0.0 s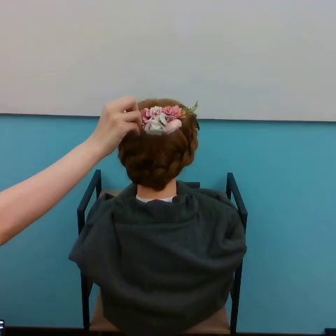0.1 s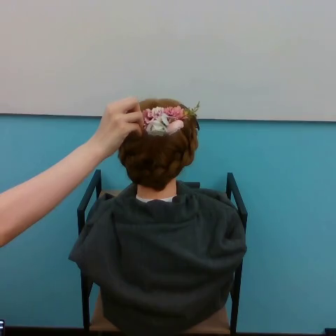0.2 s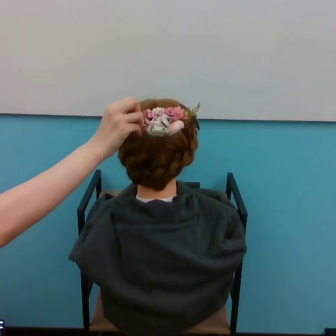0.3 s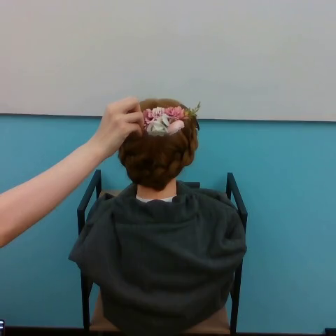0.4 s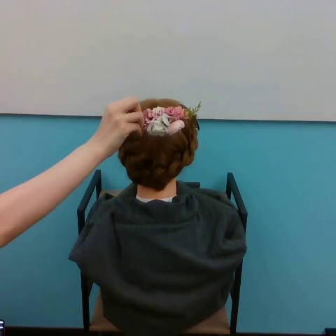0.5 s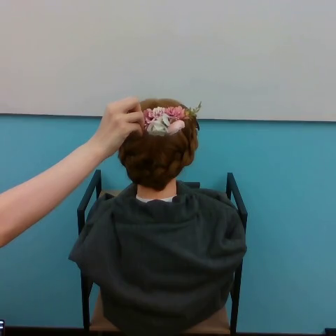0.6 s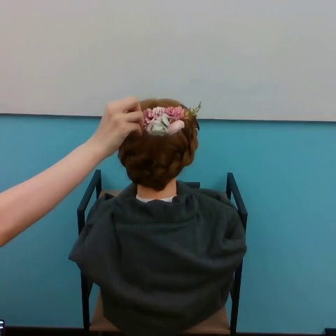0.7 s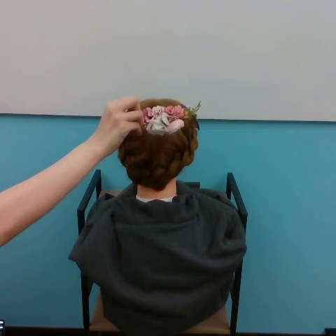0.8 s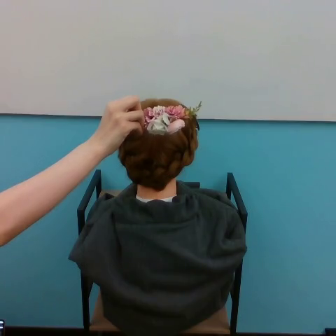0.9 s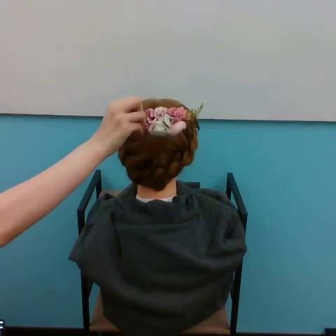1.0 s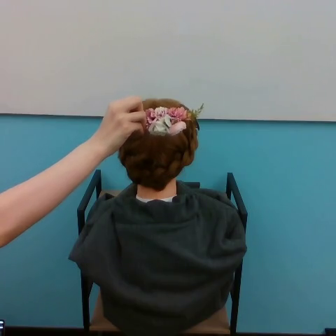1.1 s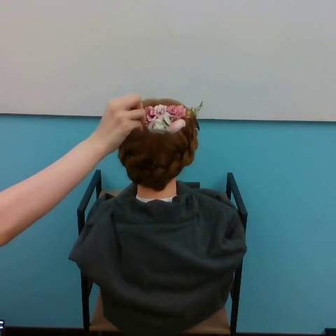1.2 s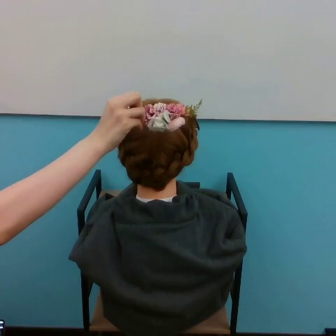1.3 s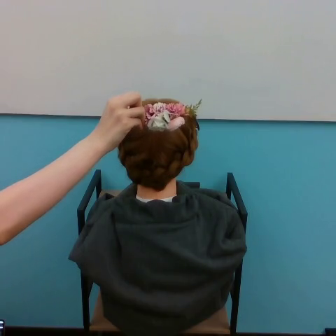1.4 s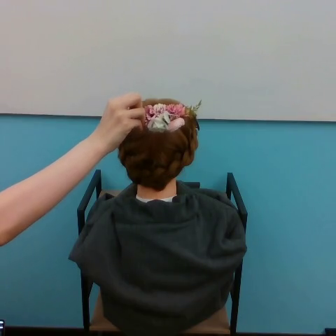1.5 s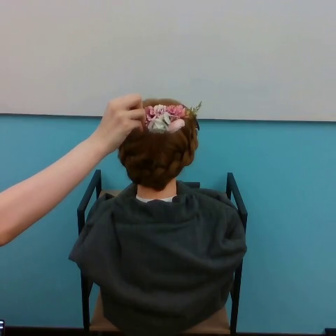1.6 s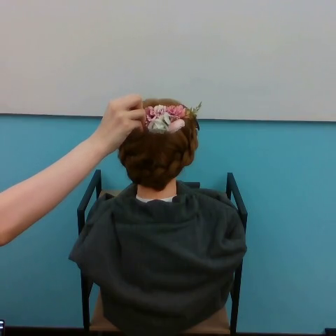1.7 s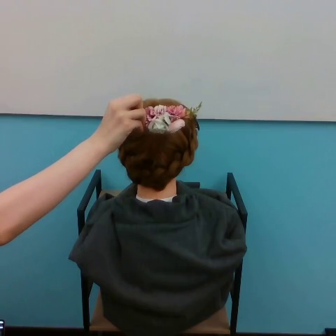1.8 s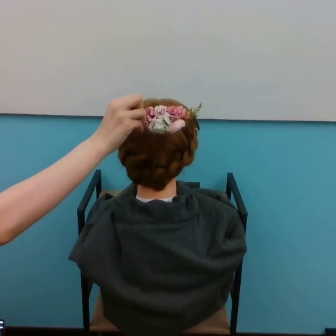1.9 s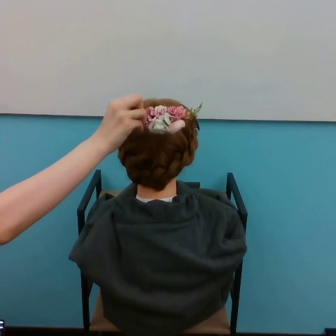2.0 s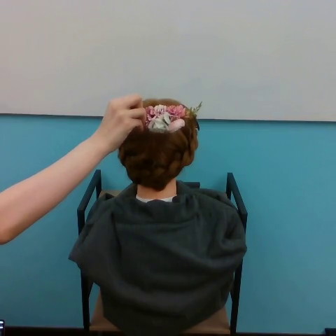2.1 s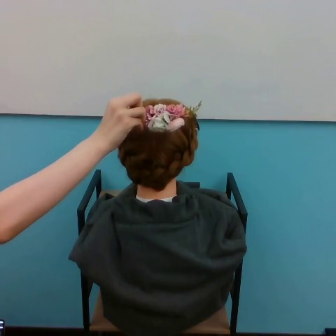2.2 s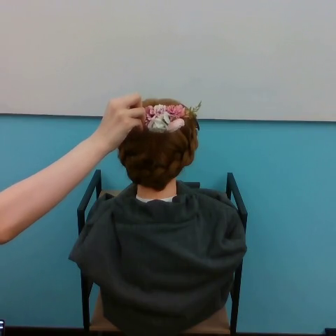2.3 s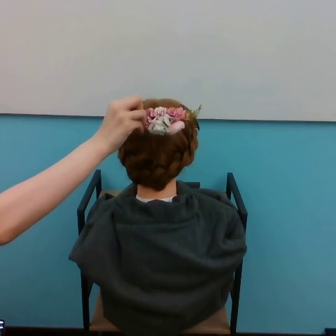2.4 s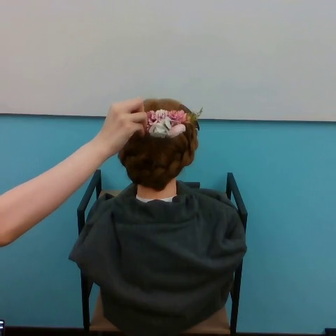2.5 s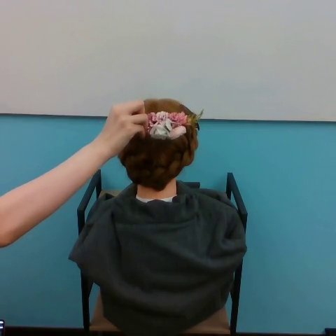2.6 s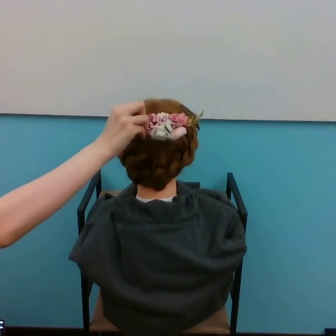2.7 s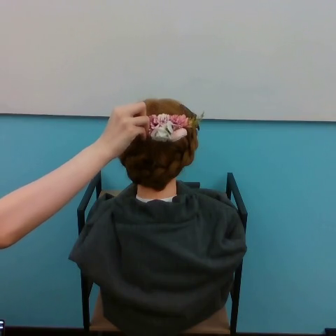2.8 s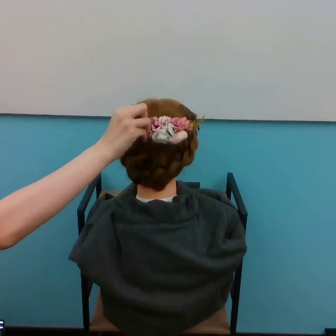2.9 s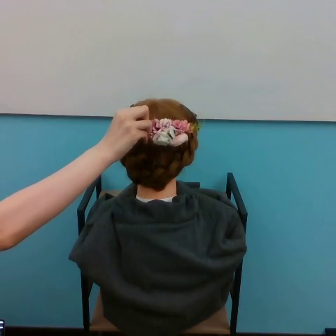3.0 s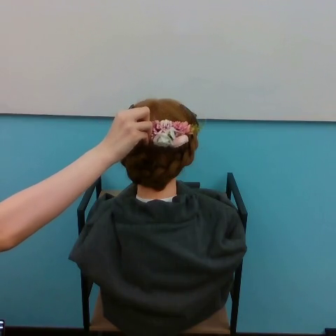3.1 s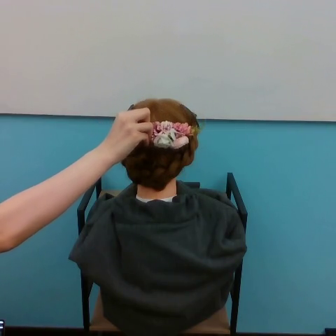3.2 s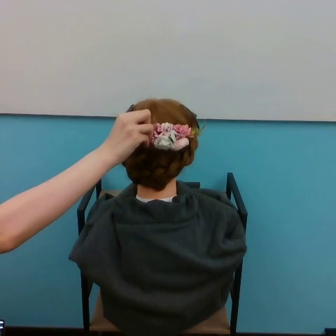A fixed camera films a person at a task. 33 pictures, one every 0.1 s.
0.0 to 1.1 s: The hand moves only a little.
1.1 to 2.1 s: The hand stays where it is.
2.1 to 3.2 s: The hand goes downward.
Task: tuck flower in hair.
